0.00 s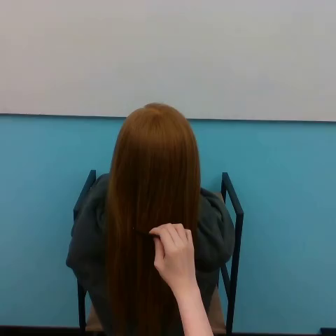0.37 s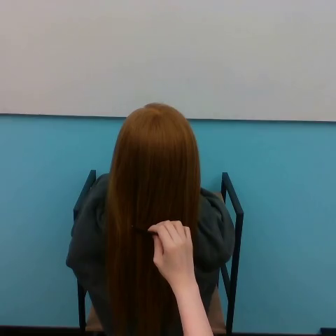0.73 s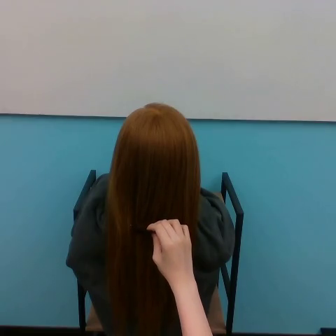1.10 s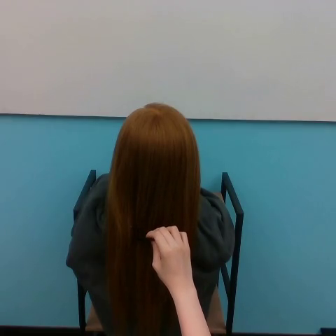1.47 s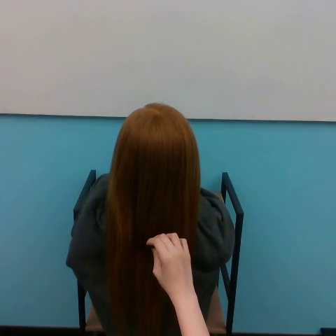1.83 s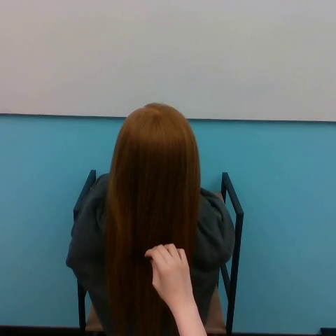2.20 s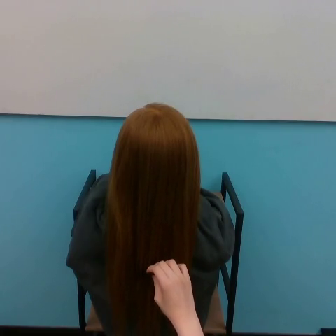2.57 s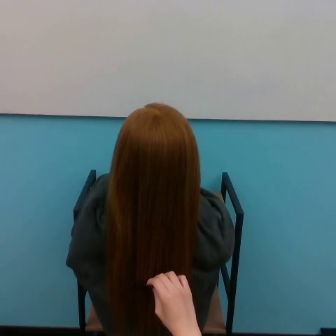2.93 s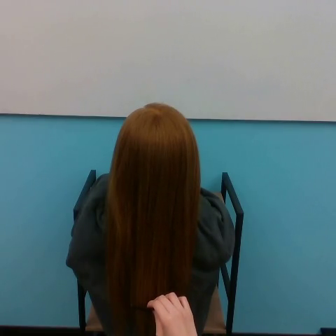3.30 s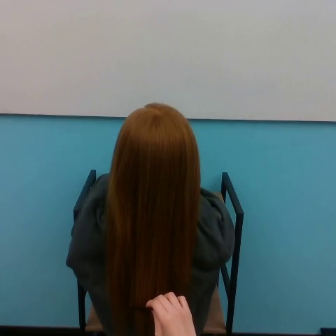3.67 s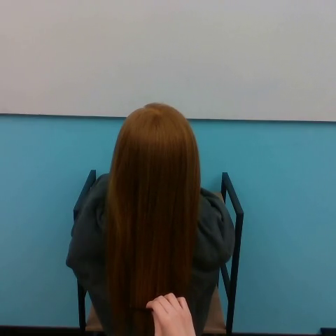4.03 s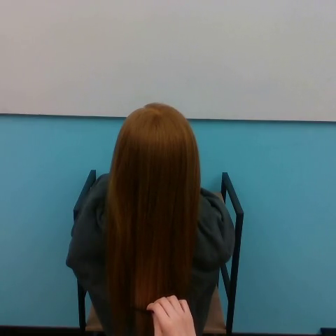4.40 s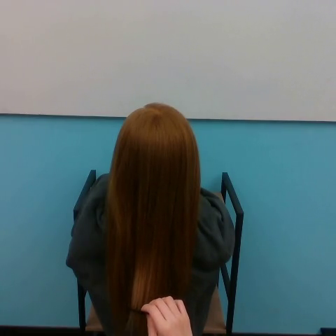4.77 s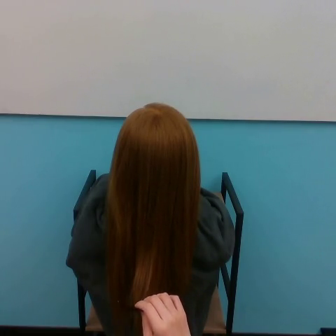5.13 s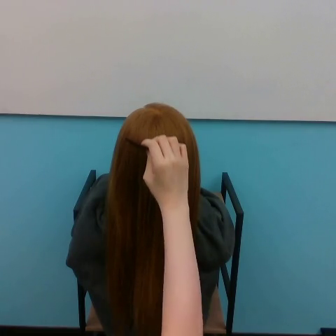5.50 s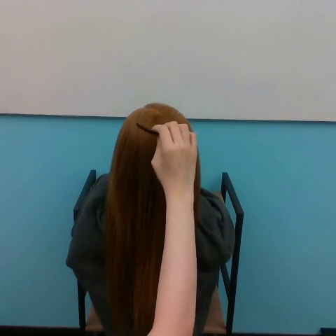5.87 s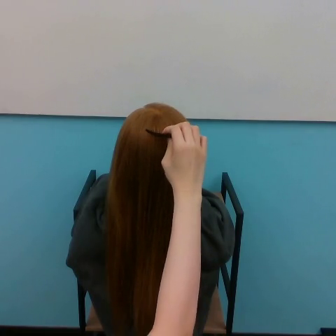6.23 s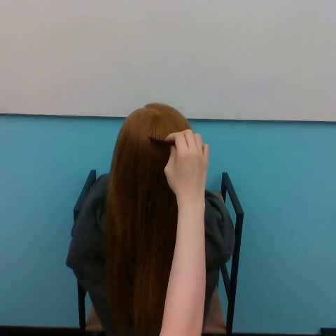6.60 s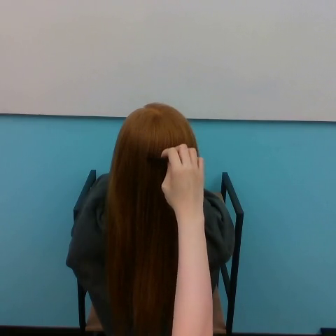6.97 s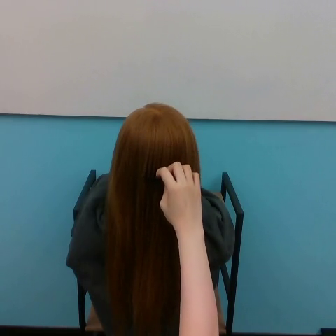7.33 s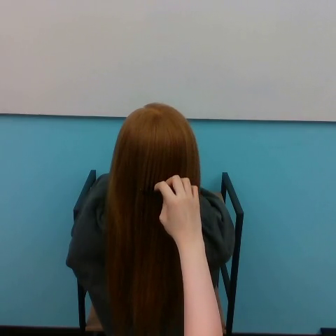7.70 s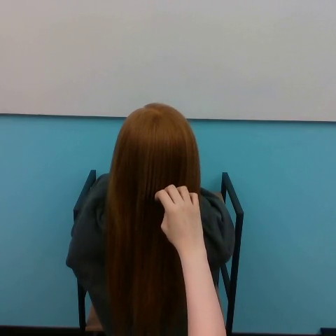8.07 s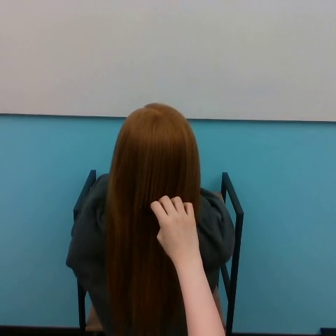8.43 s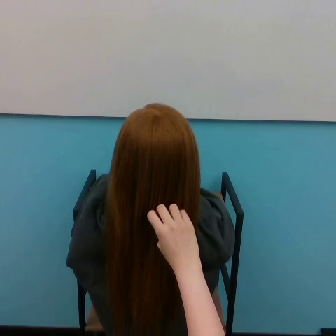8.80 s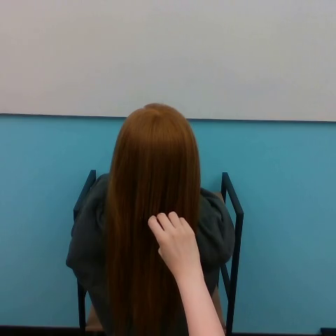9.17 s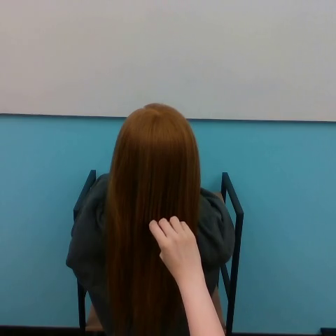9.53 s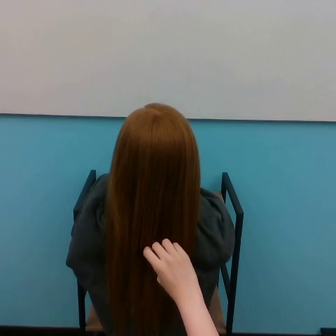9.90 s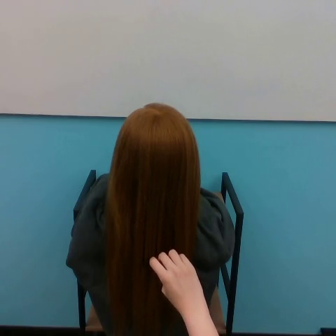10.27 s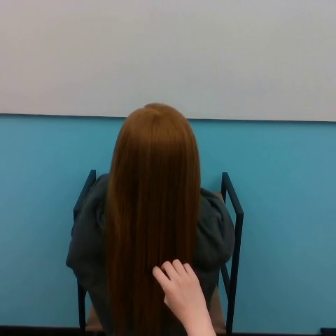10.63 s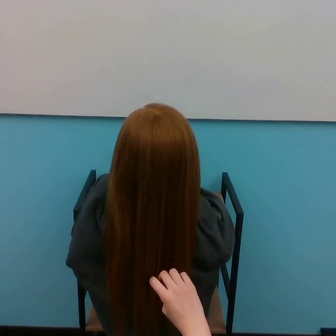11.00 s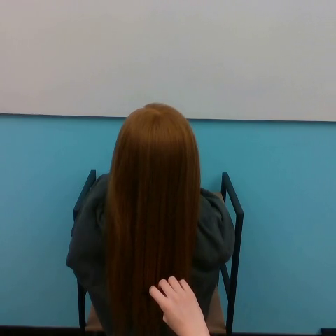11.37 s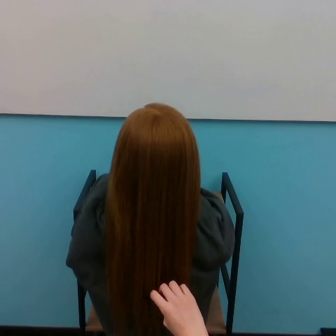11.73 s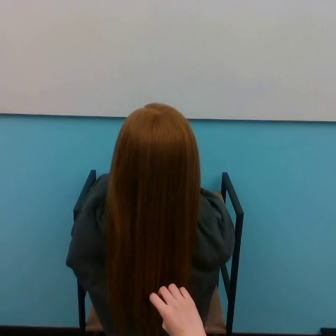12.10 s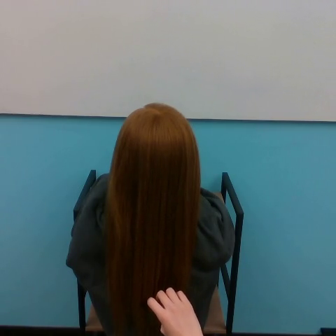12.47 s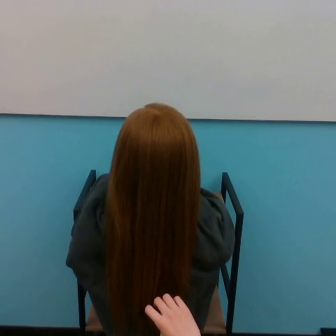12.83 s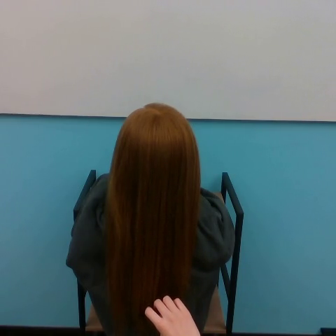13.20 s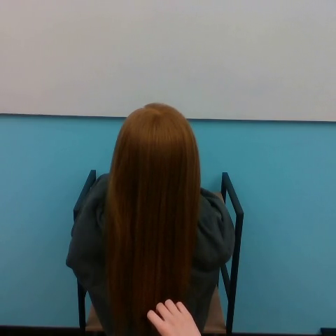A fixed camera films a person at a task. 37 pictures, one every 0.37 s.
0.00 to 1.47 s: The hand moves only a little.
1.47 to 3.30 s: The hand goes downward.
3.30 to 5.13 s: The hand goes upward.
5.13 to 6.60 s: The hand goes to the right, then downward, on a clockwise arc.
6.60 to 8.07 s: The hand goes downward.
8.07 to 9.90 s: The hand goes downward.
9.90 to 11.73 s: The hand goes downward.
11.73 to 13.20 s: The hand moves only a little.
Task: brush hair.
Motion: make 2 strokes downward, increasing the height of the starting point of each stroke.
